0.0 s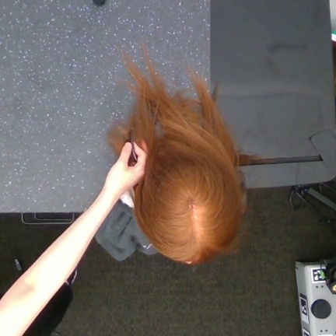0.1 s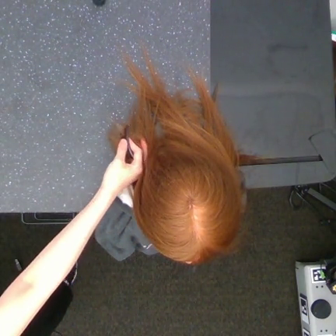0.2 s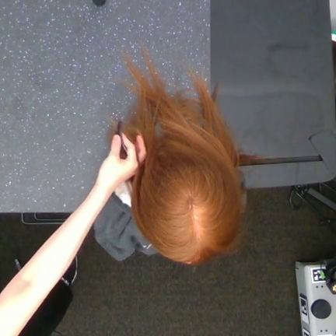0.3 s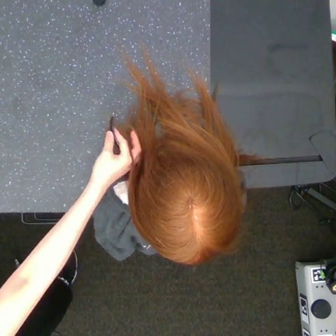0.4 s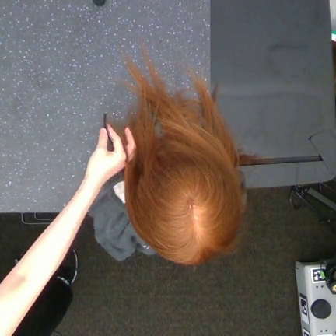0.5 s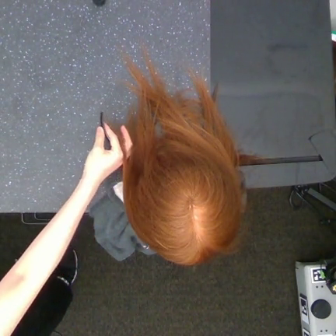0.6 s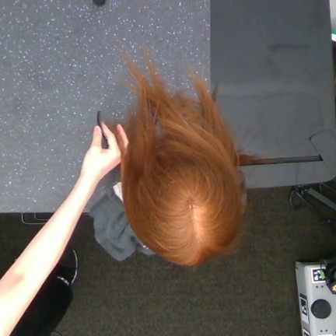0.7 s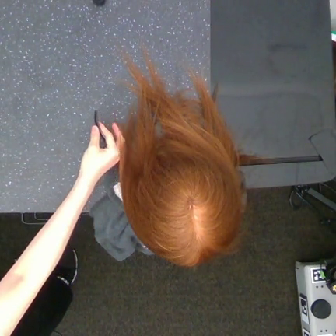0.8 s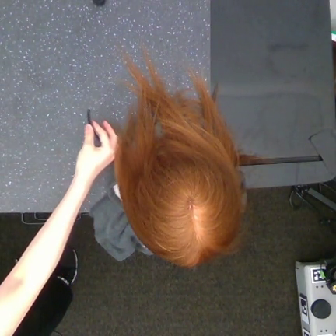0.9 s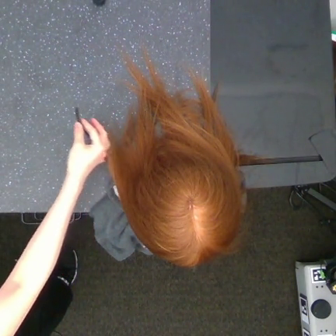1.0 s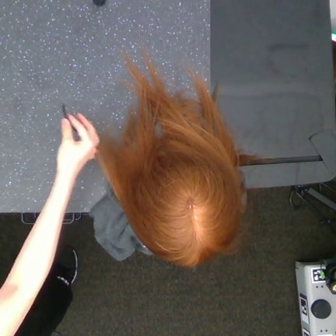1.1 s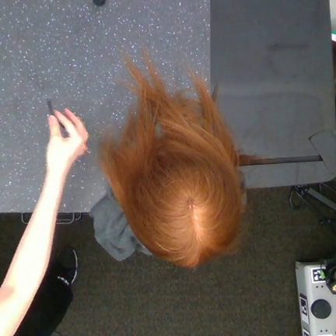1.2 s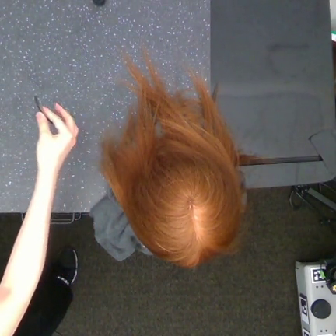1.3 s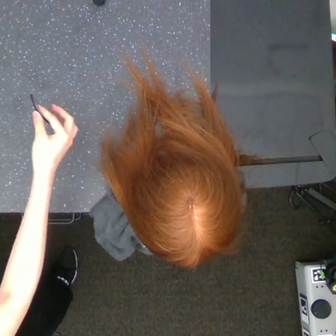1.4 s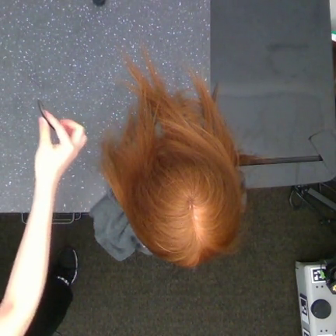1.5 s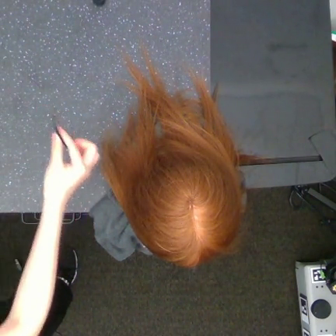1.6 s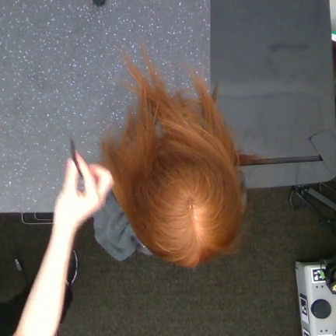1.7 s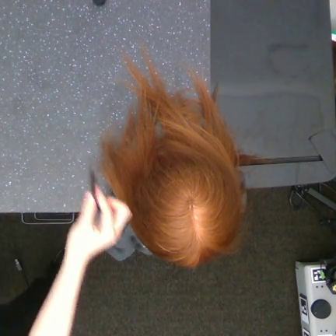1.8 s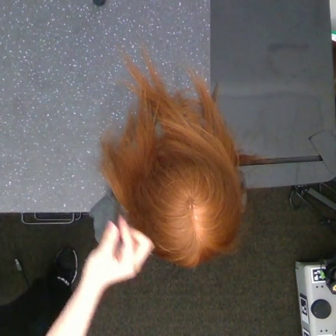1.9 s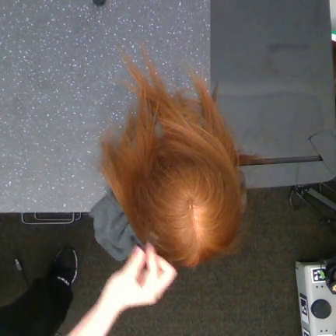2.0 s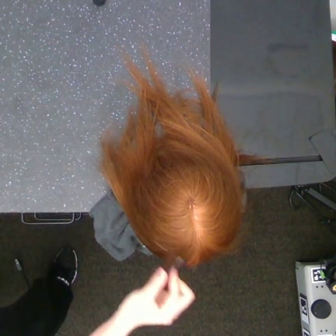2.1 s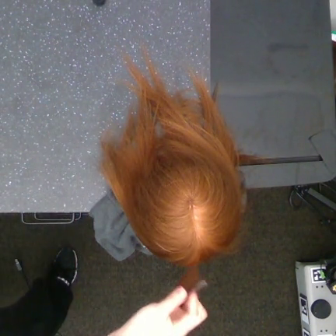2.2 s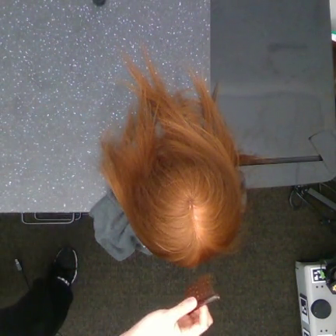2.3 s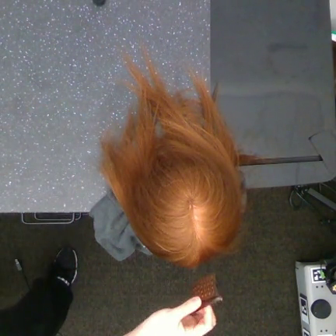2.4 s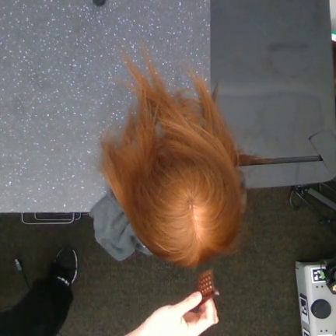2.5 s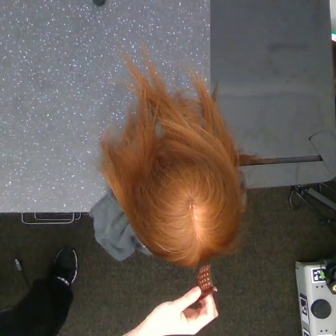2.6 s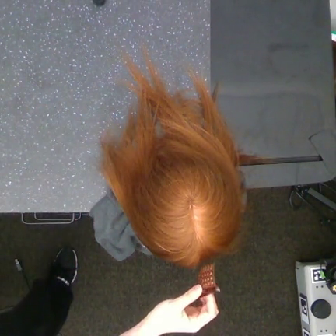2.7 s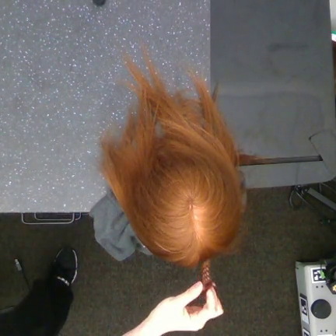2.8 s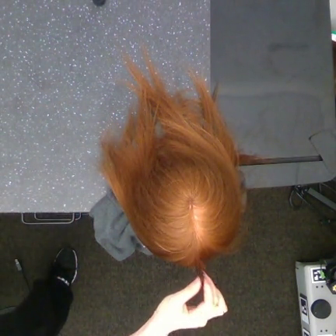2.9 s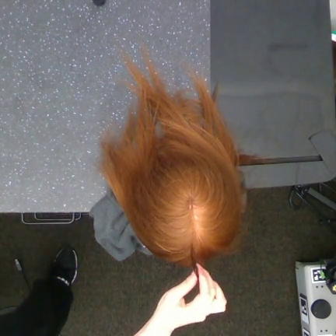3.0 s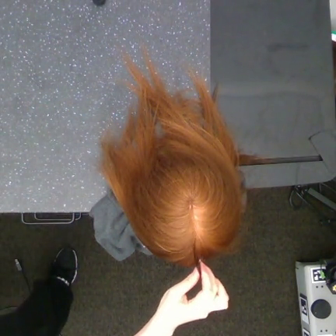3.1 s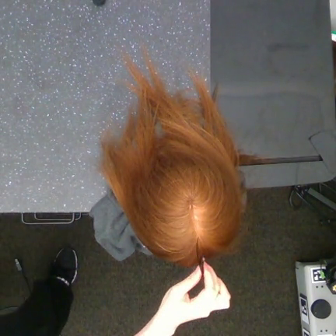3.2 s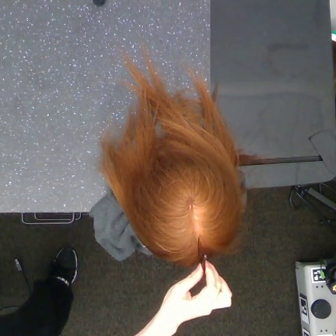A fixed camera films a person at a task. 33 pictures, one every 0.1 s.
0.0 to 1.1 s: The hand goes to the left and upward.
1.1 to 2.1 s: The hand goes downward and to the right.
2.1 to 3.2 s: The hand goes to the right and upward.
Task: tidy front hair.
